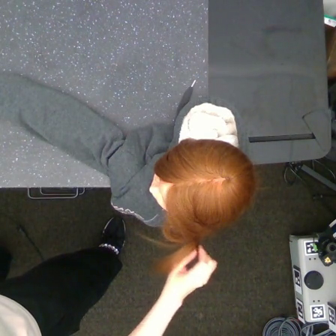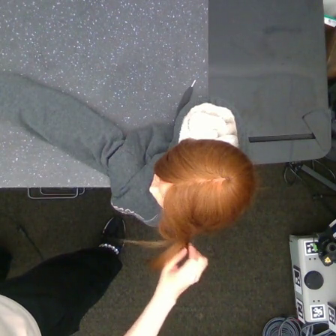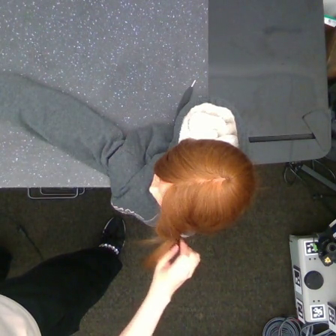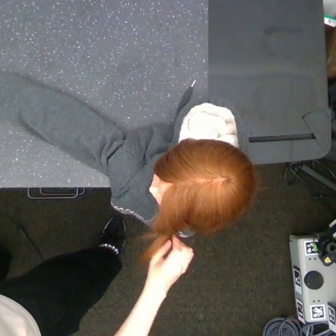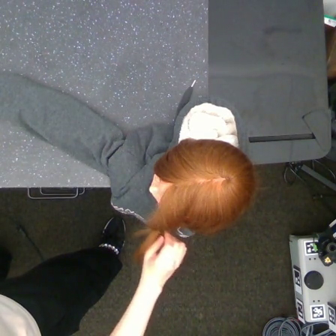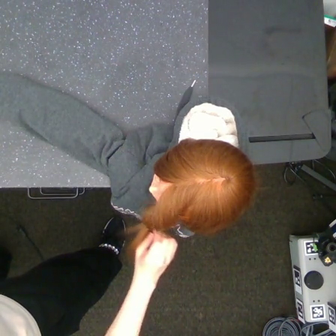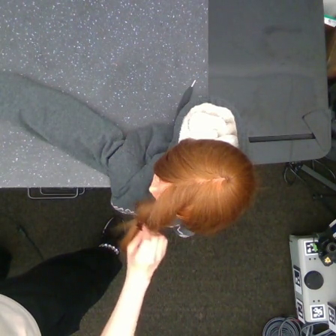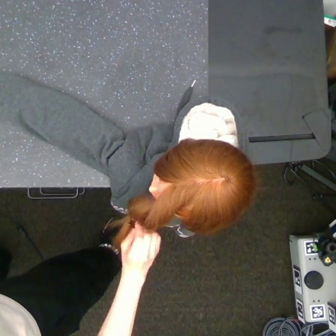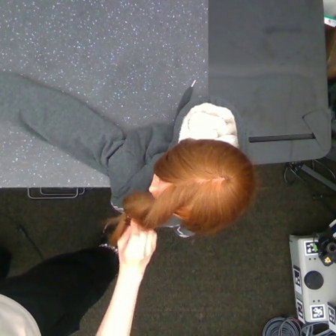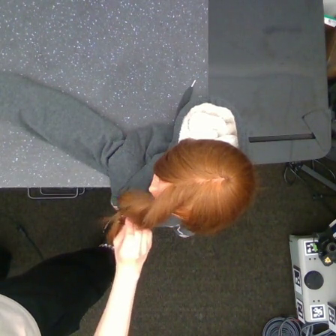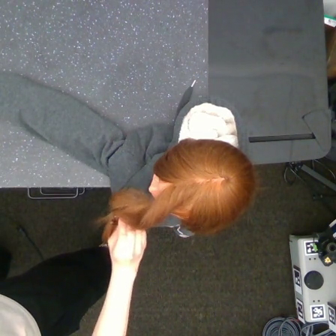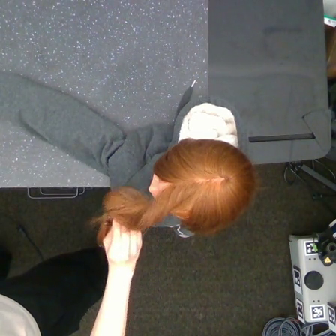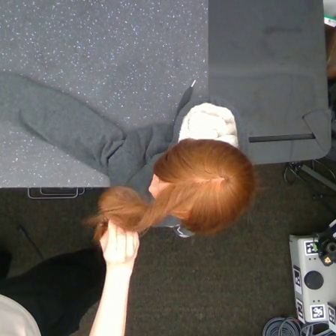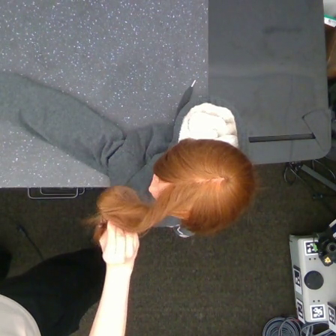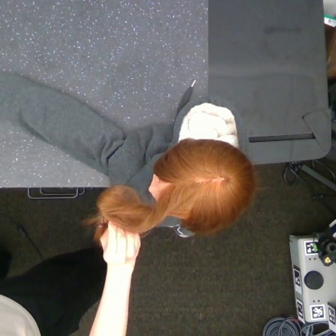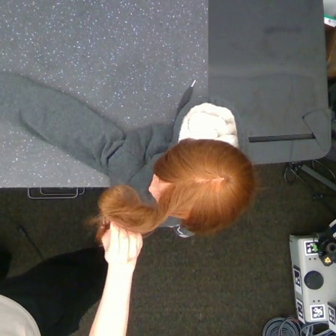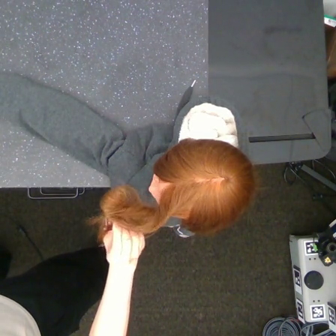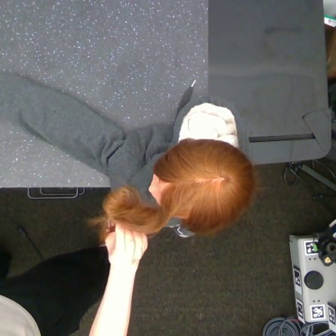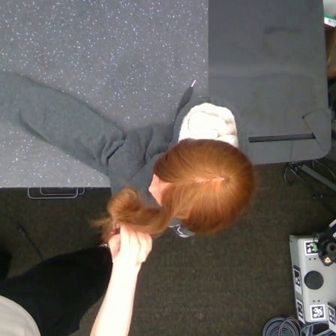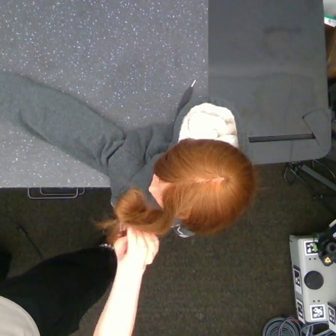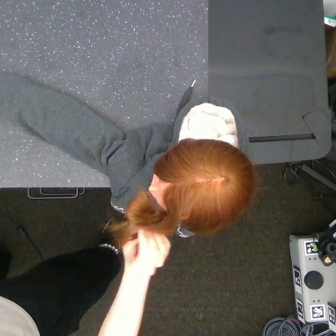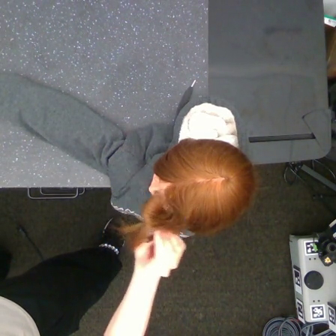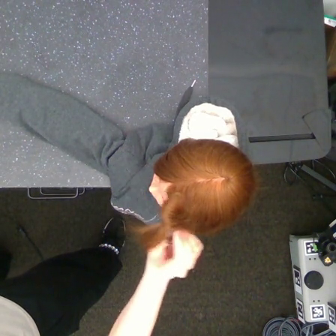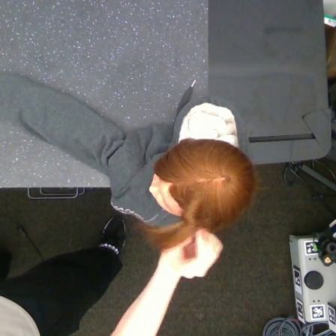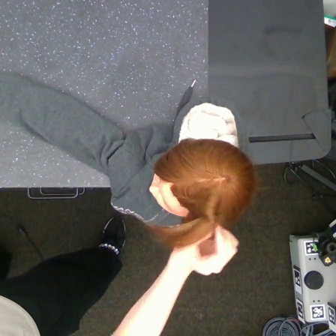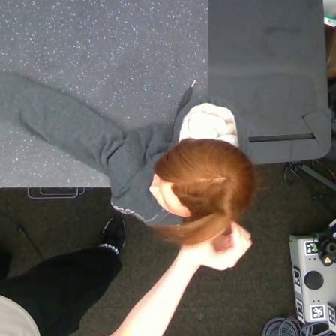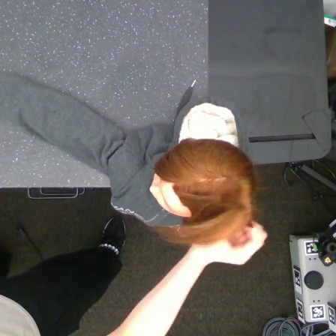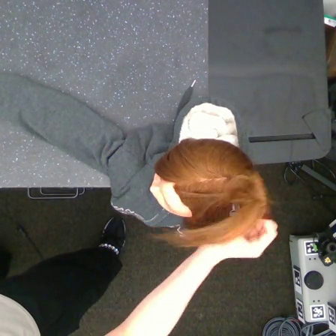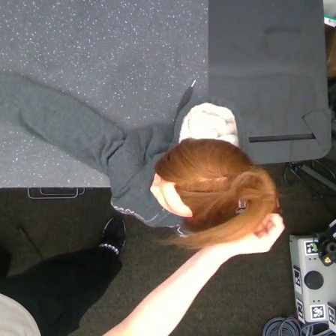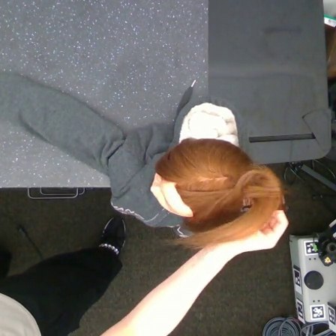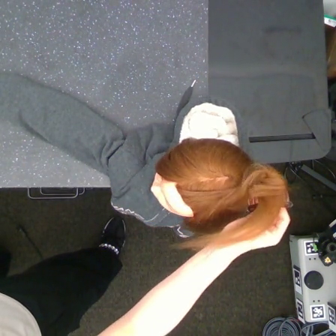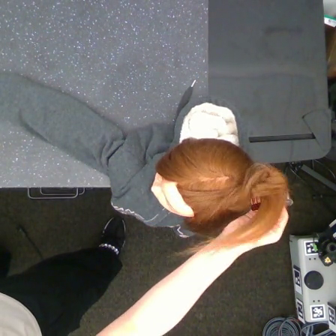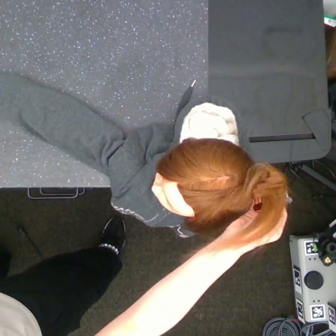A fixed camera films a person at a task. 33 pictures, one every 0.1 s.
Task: tidy side hair.
0.0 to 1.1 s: The hand goes to the left.
1.1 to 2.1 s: The hand goes to the right.
2.1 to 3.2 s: The hand goes to the right.
